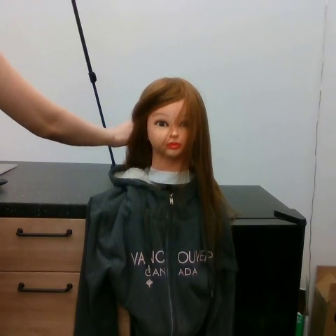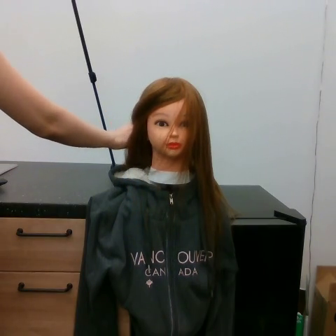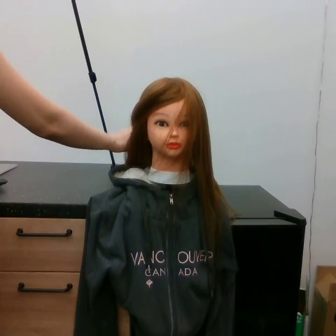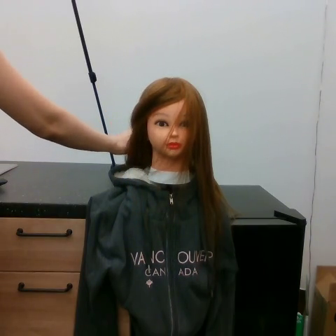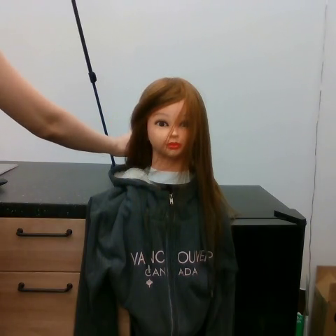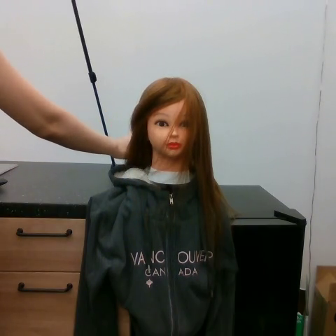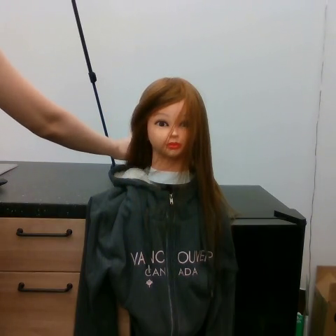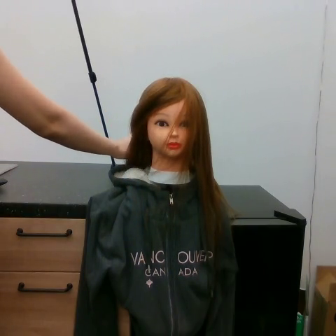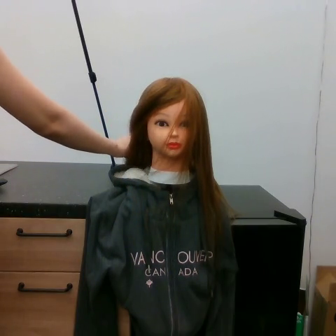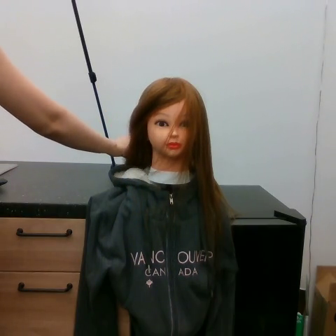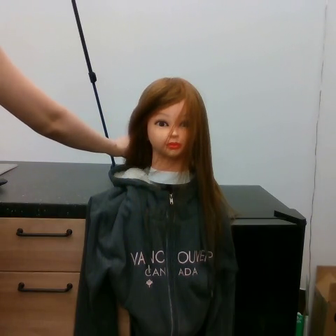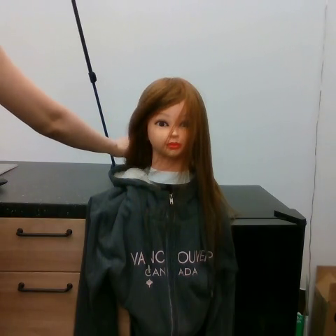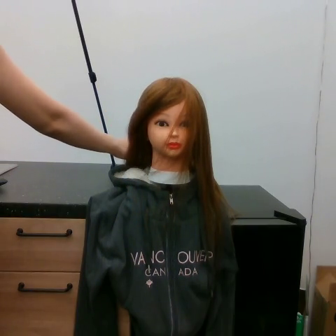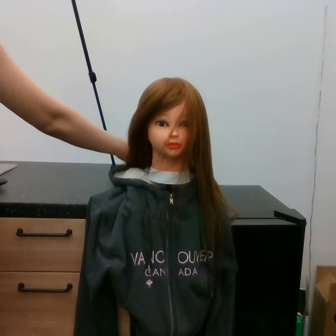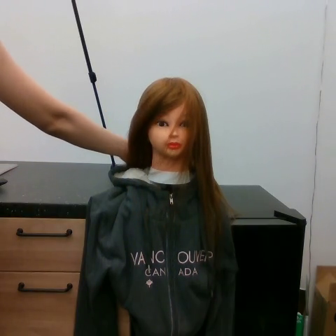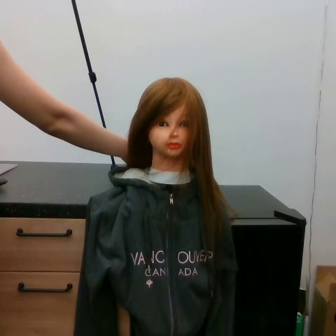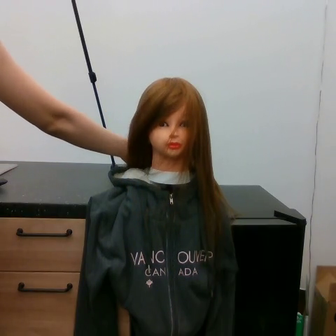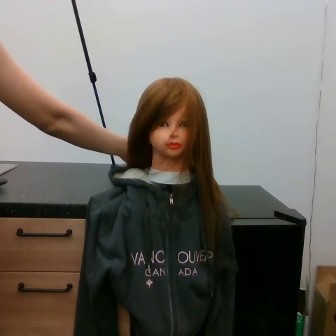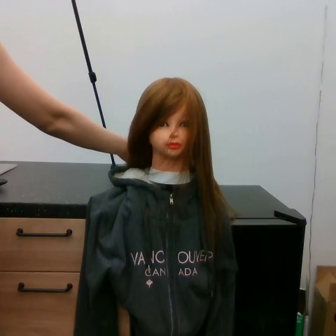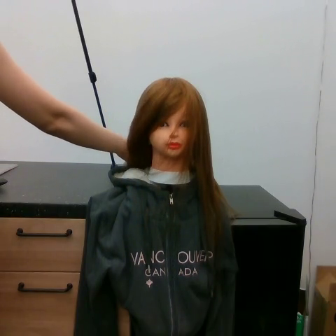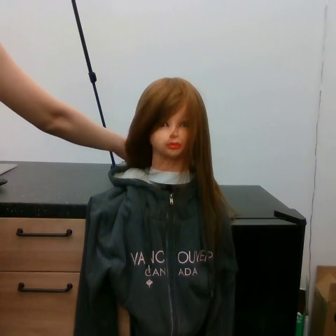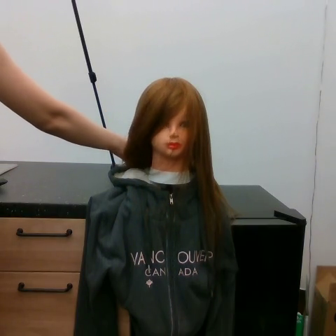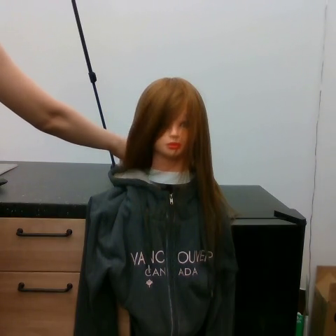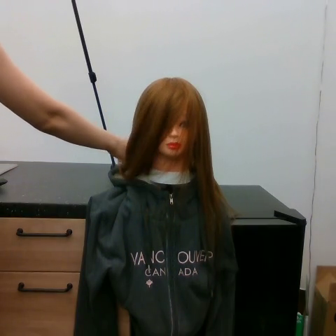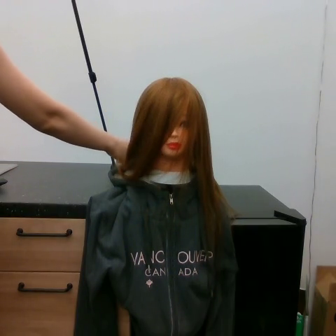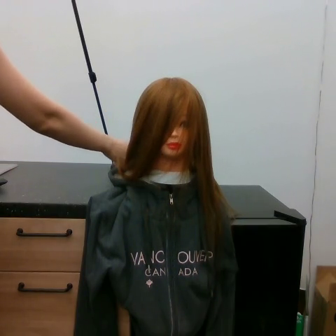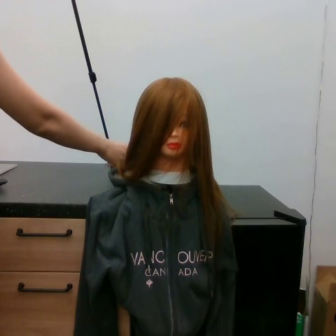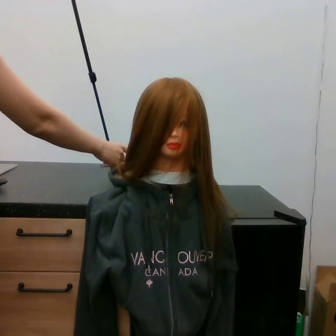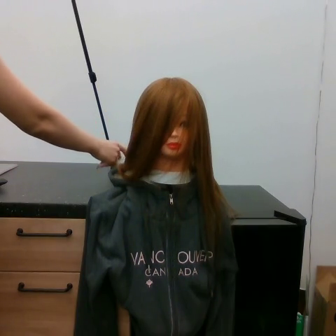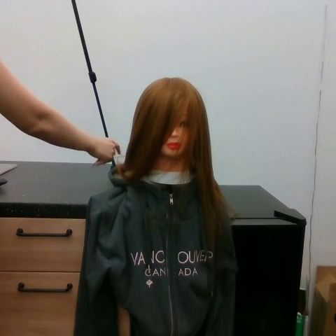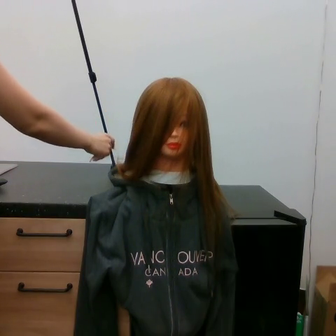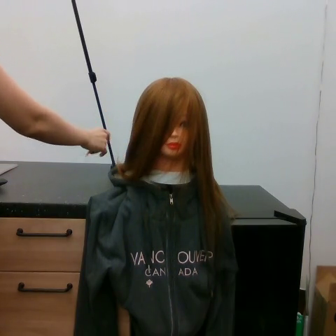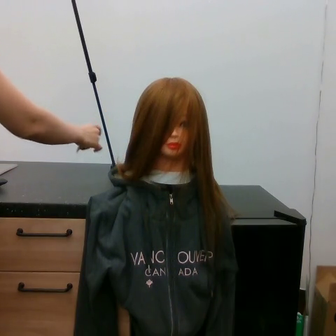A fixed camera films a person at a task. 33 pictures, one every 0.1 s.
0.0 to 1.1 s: The hand moves only a little.
1.1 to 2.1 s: The hand stays where it is.
2.1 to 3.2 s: The hand goes to the left.
Task: part hair.
